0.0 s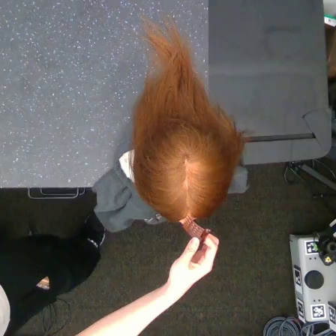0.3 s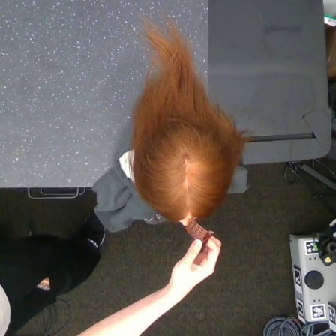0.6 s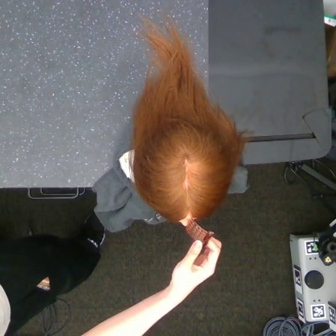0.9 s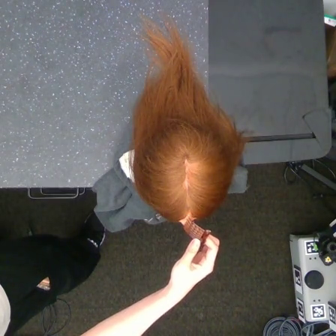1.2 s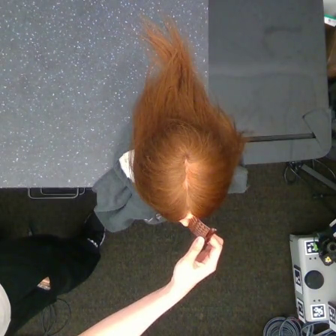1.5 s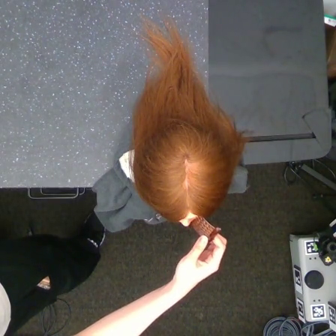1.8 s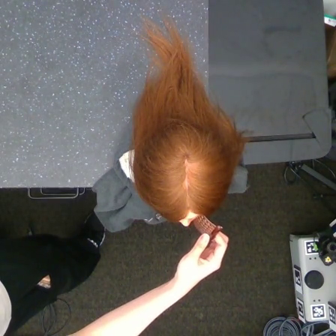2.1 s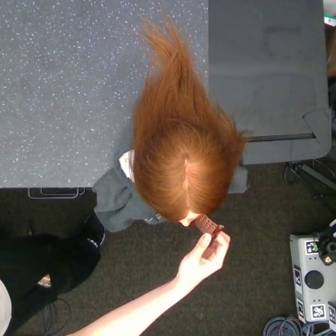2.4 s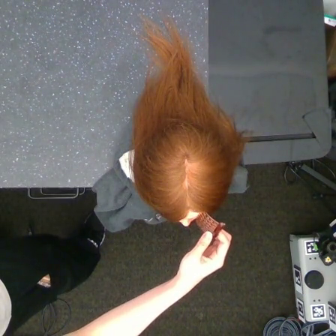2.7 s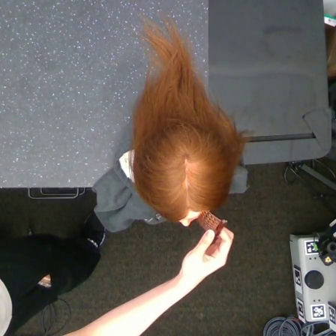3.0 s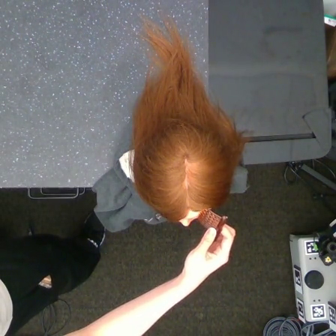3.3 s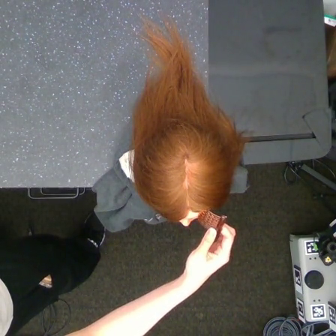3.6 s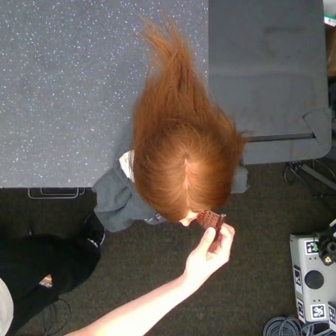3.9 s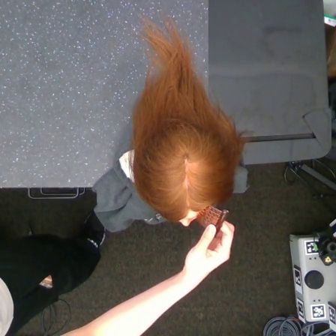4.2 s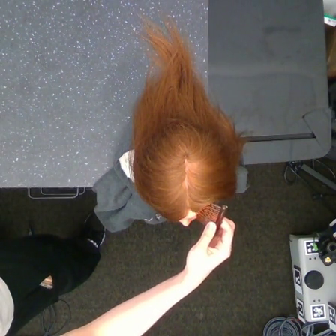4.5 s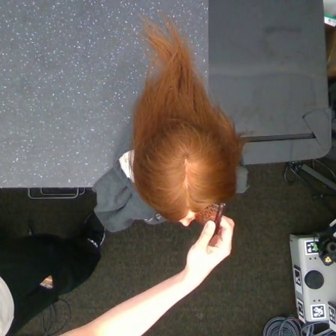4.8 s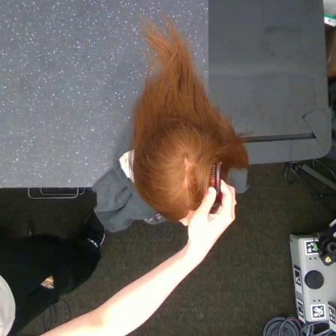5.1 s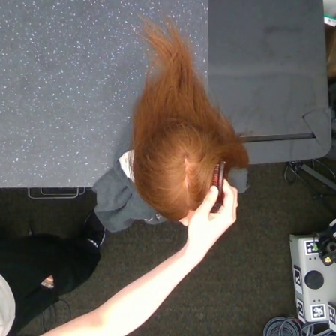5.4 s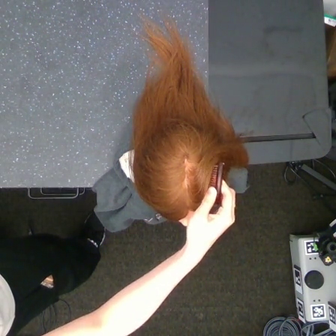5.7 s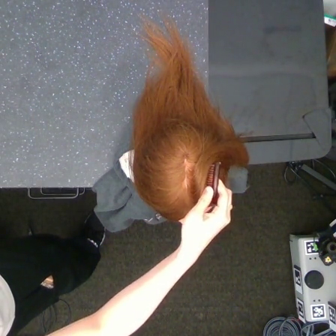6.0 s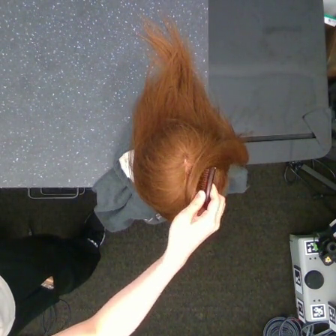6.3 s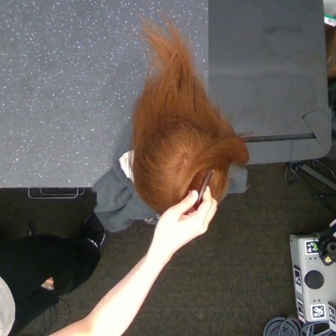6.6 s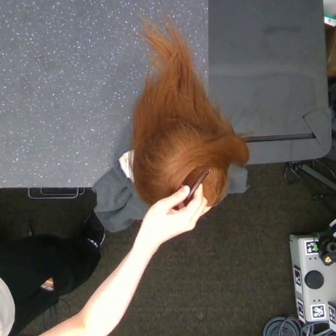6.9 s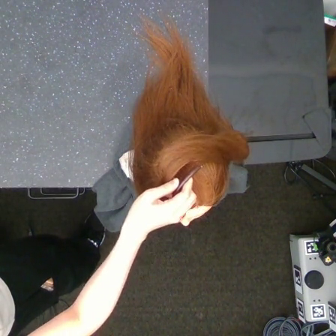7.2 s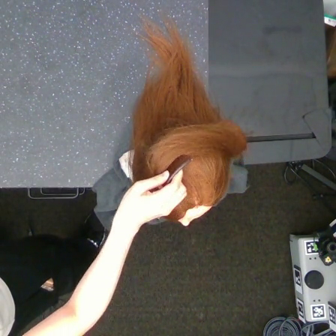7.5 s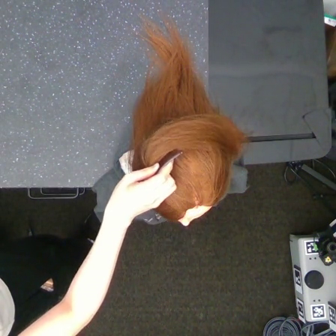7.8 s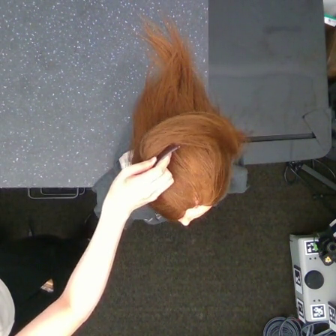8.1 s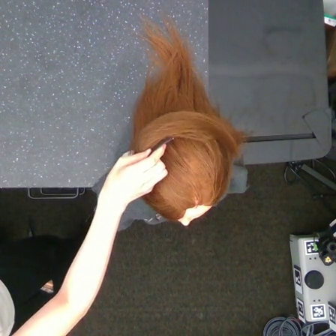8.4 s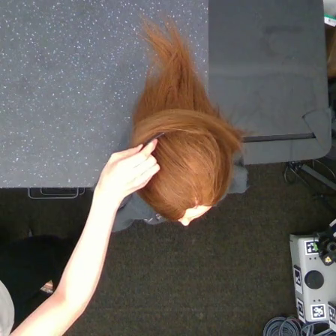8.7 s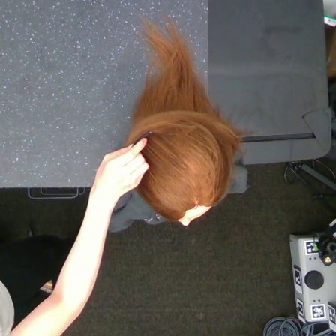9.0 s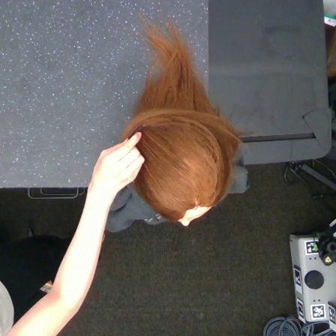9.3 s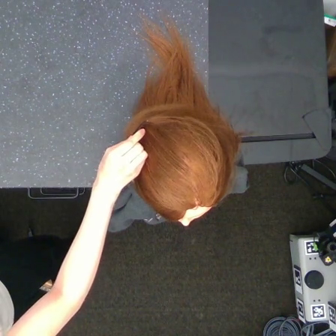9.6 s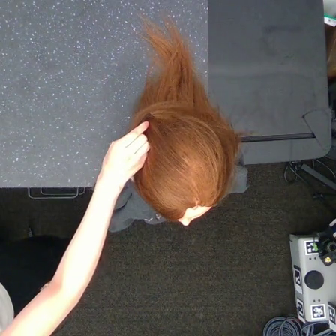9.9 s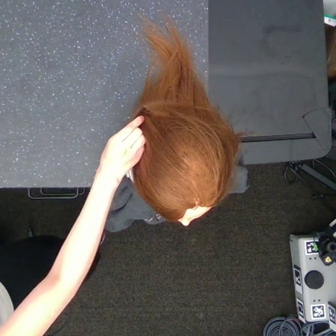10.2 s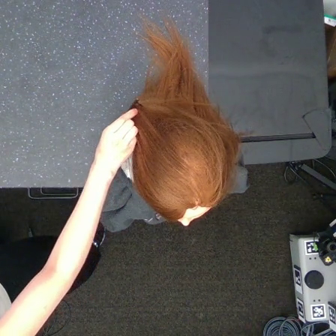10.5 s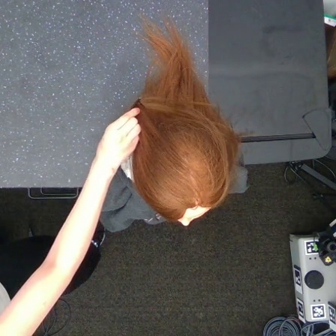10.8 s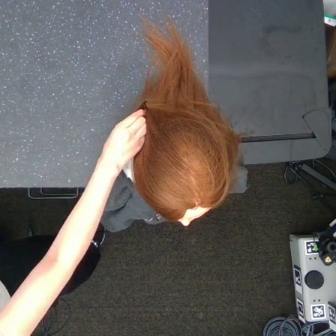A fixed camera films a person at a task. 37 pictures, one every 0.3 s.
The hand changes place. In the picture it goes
upward.
0.0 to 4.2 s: The hand goes to the right.
4.2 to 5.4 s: The hand goes upward.
5.4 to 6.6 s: The hand goes to the left.
6.6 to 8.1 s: The hand goes to the left and upward.
8.1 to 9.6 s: The hand goes to the left and upward.
9.6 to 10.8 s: The hand goes upward.
Task: part hair.
Motion: move upward and to the right shortly, move upward, then move upward and to the left.
